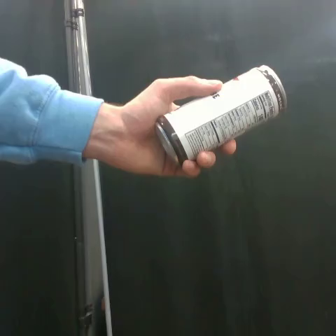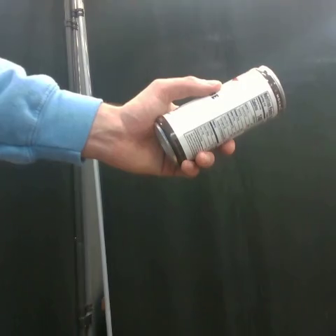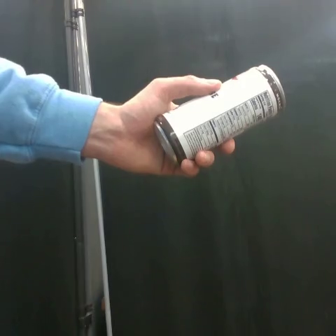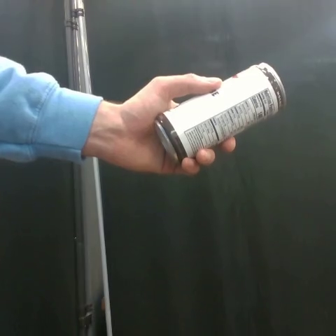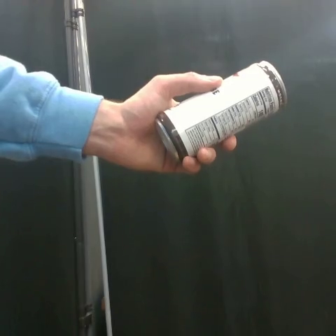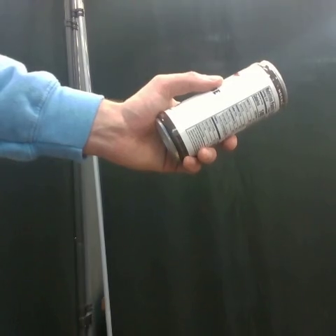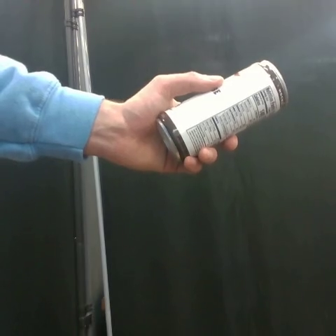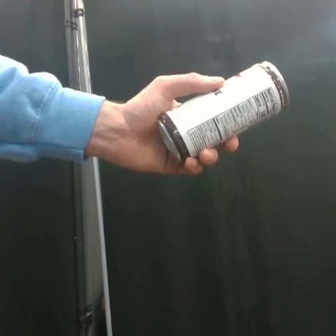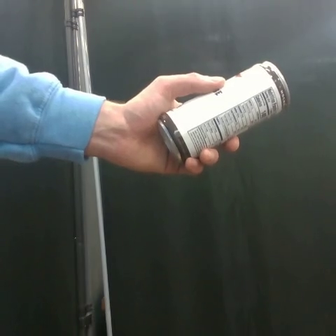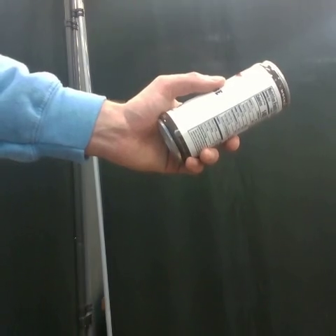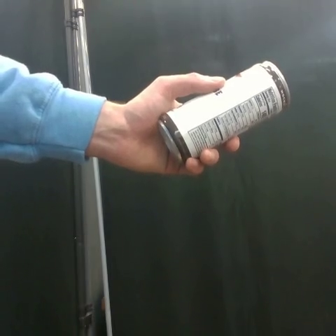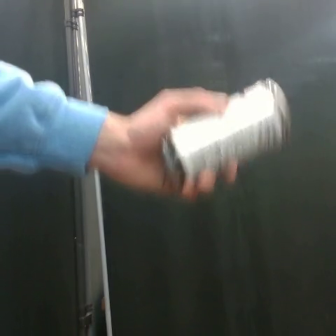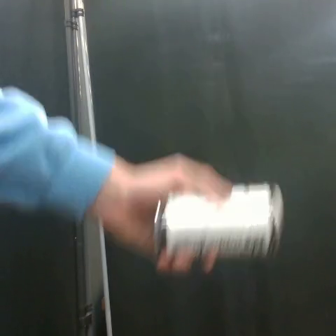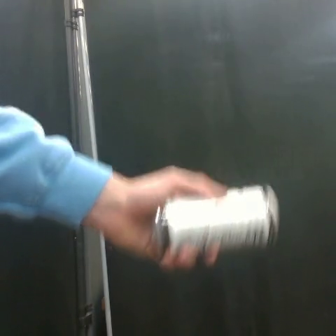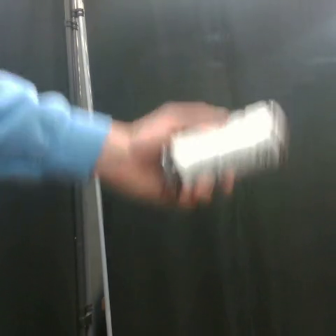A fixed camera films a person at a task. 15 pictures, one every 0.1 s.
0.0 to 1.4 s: The hand goes downward.
Task: shake the coffee can.
Motion: move down and up.
